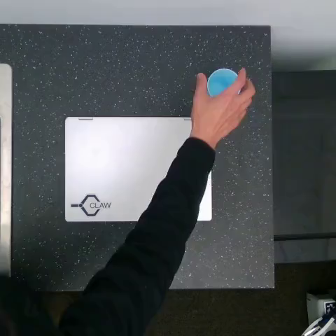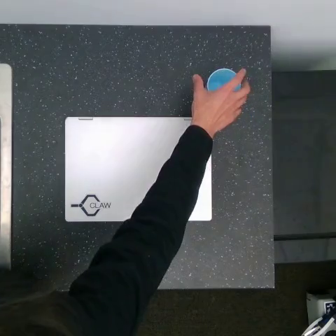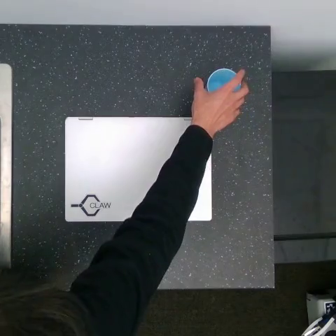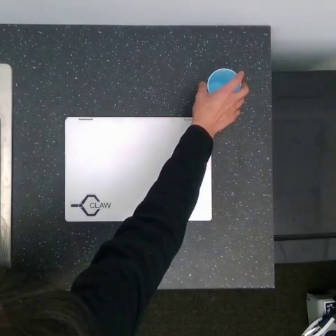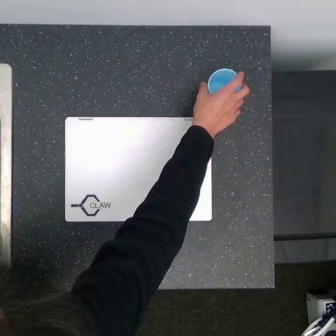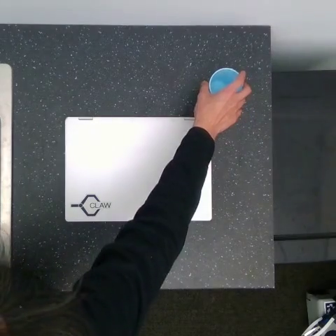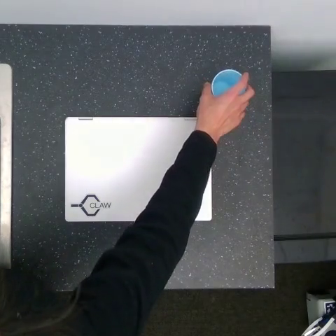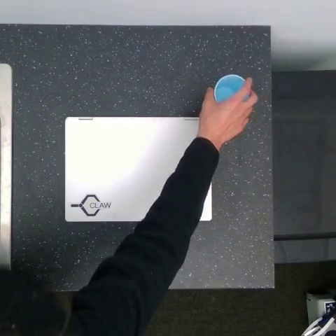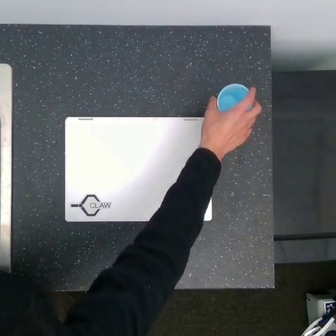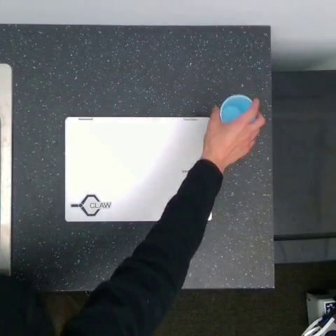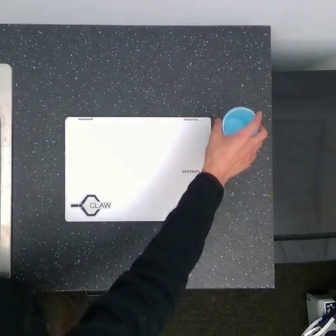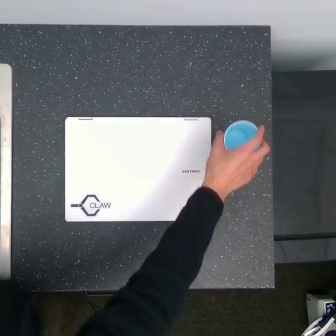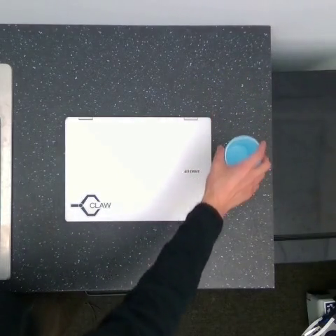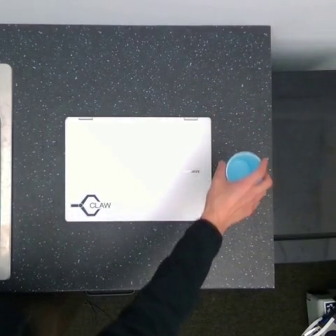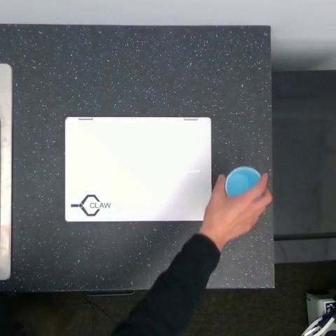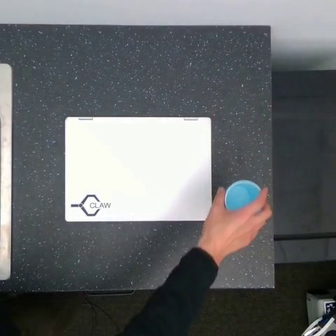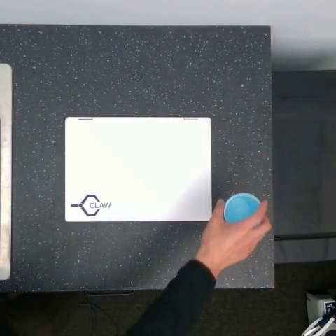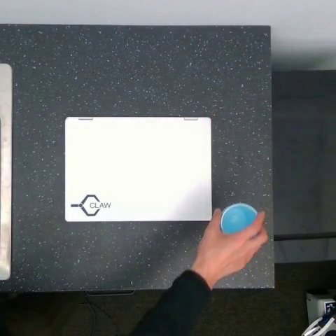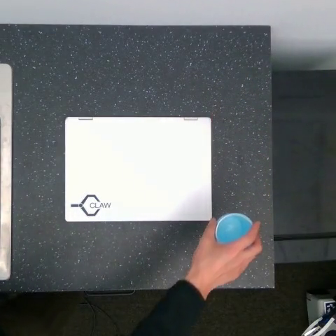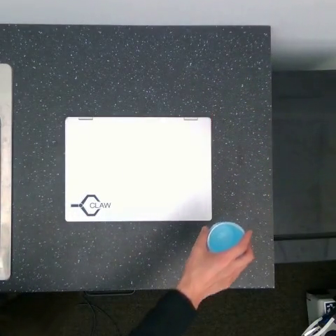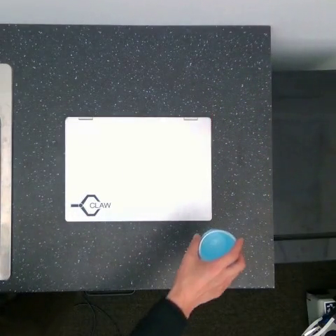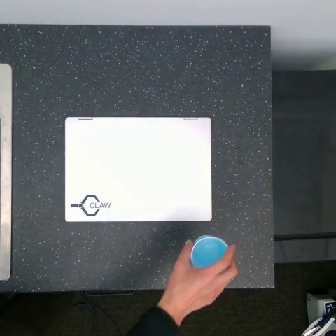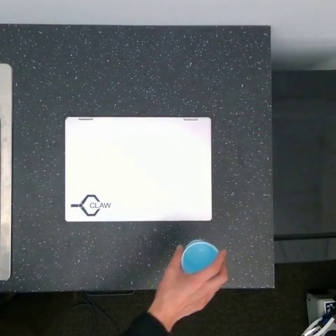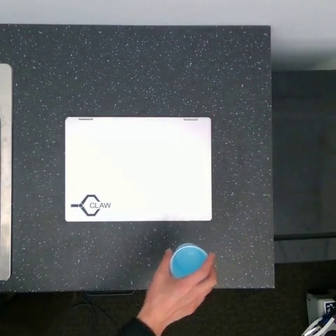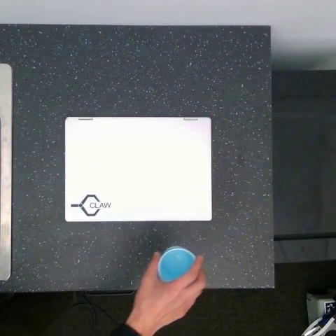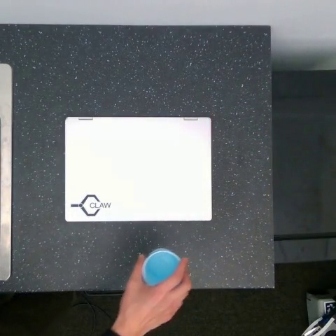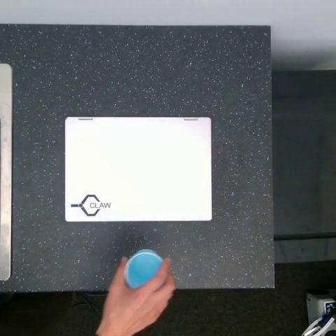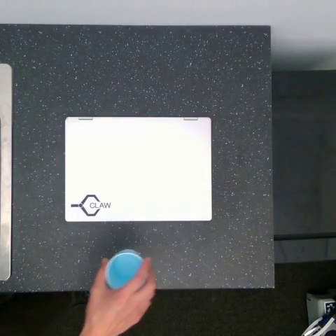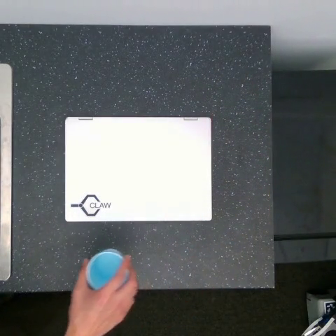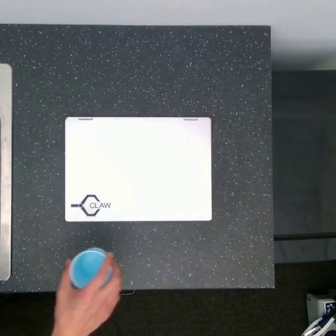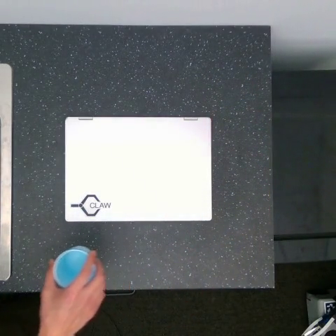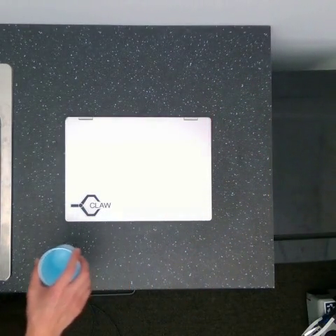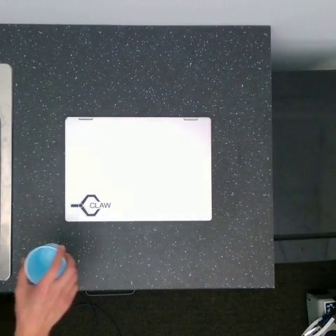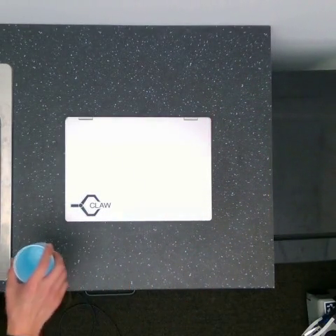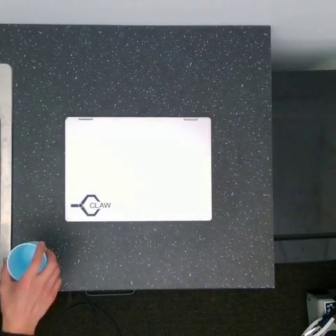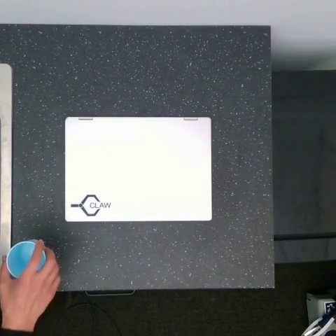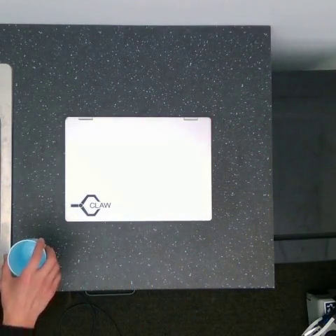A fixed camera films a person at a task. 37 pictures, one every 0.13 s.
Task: pick up the cup and place it to the lower left of the laptop.
Motion: move downward, then move to the left.
0.00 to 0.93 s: The hand moves only a little.
0.93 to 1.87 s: The hand goes downward.
1.87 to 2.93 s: The hand goes downward and to the left.
2.93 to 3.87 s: The hand goes to the left.
3.87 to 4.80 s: The hand goes to the left.
